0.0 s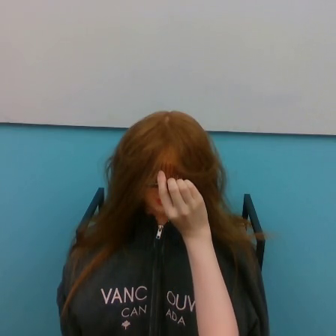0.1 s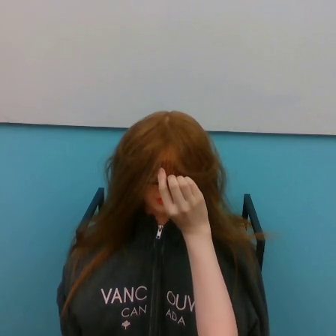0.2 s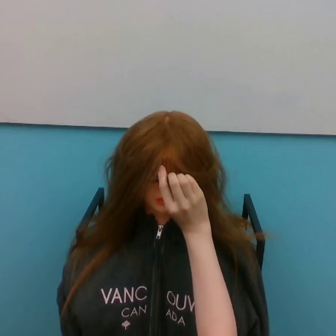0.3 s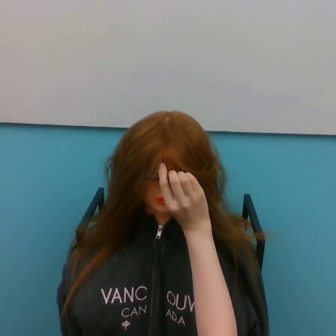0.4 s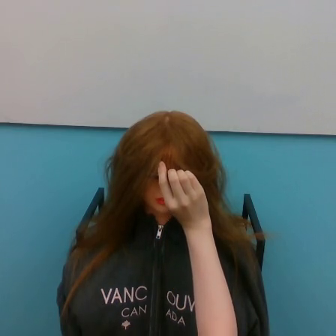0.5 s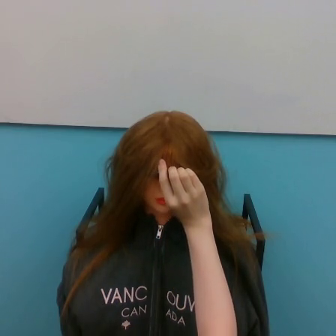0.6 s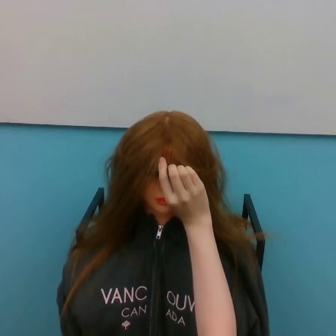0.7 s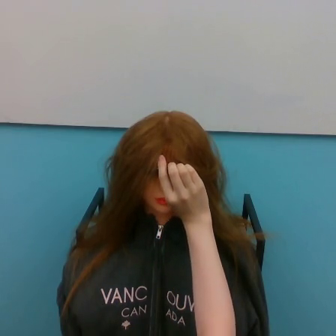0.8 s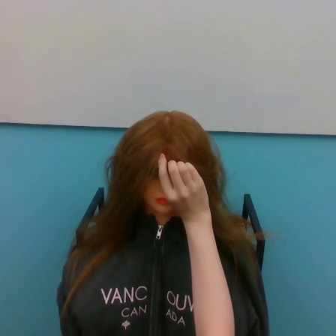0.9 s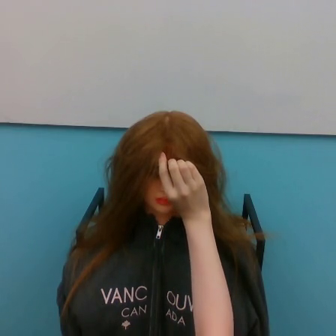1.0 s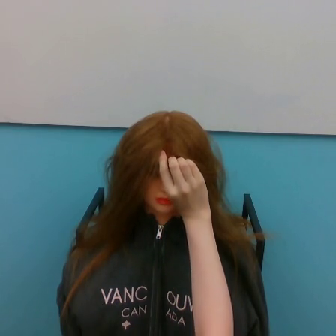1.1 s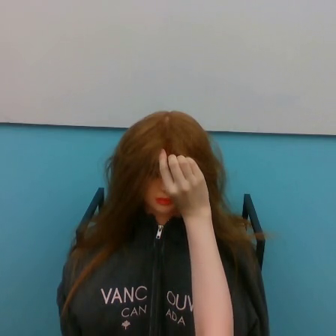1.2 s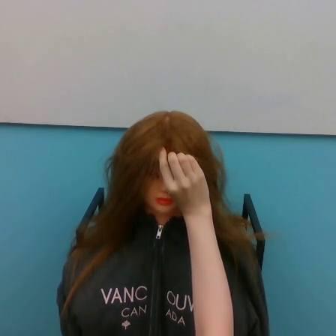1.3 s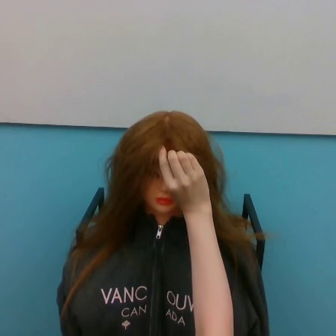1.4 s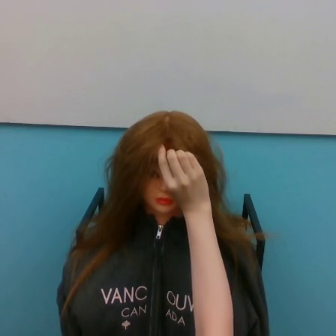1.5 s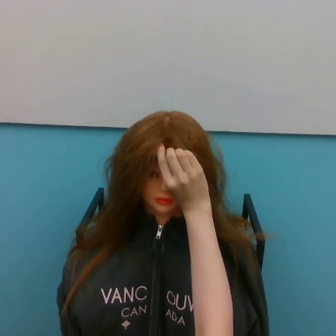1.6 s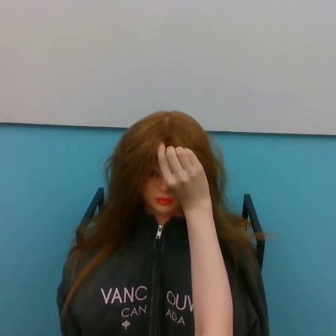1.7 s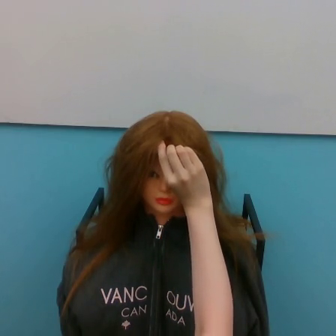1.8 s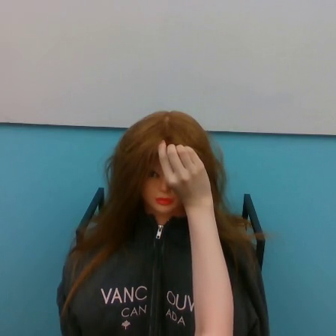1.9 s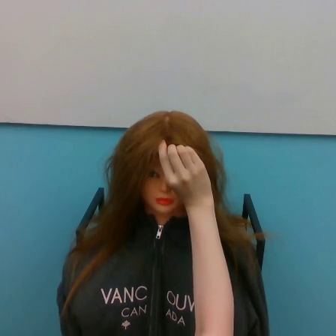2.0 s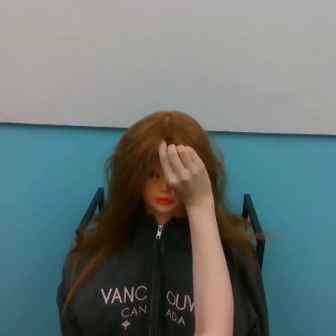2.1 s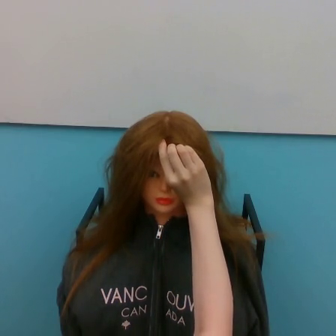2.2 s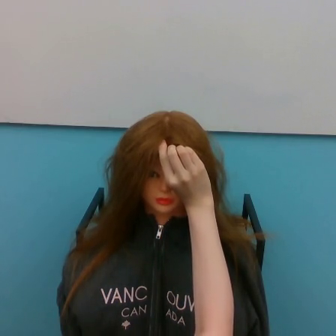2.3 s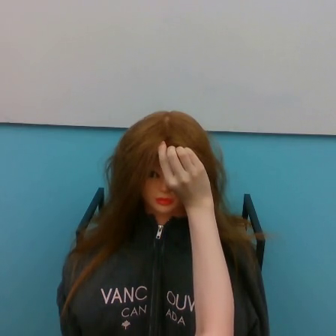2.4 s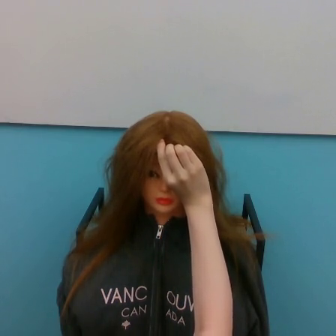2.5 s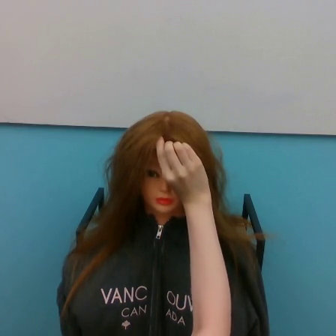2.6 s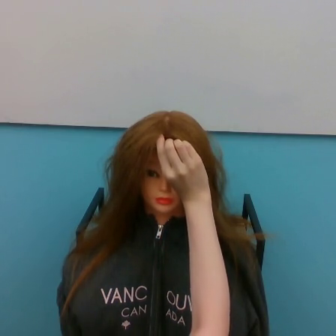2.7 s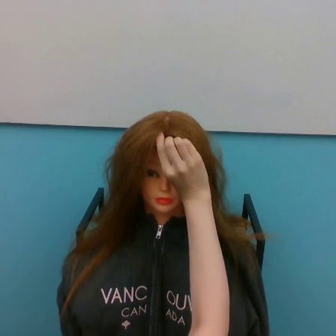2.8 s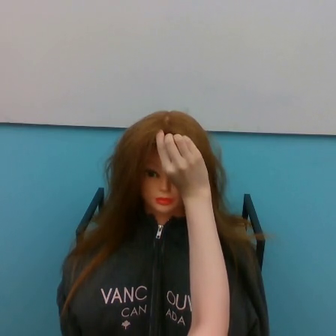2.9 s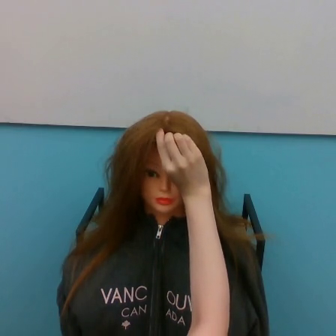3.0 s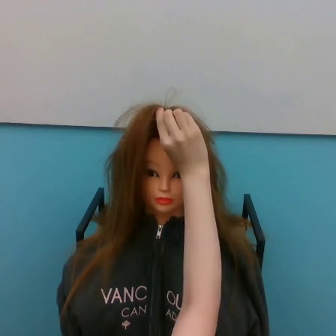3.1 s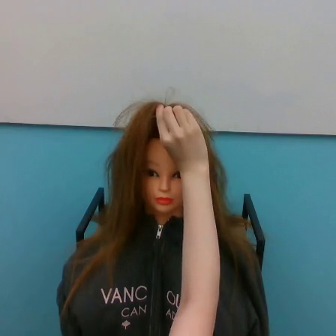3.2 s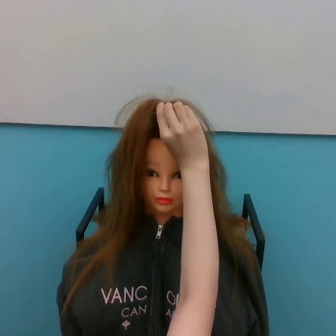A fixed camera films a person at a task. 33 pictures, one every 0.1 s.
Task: brush hair.
0.0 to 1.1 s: The hand goes upward.
1.1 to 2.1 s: The hand moves only a little.
2.1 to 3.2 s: The hand goes upward.
